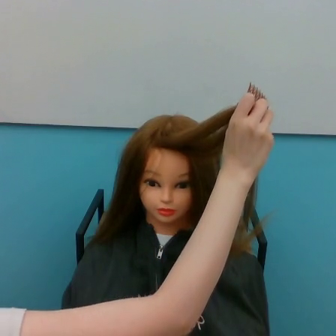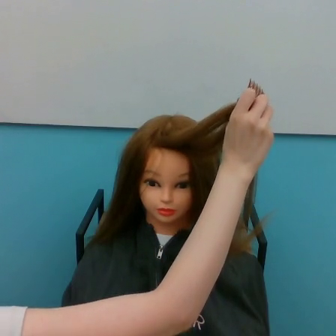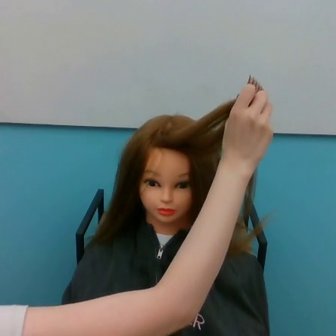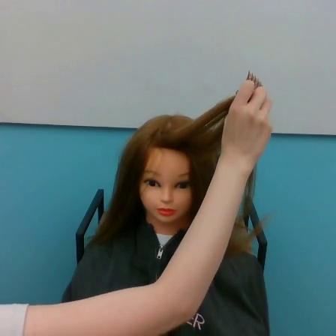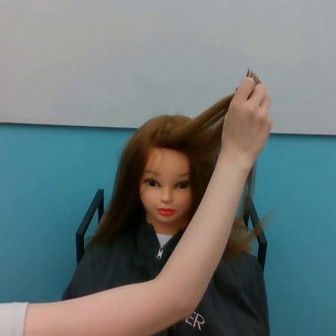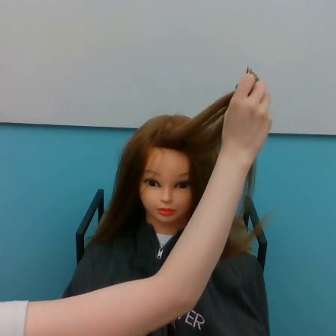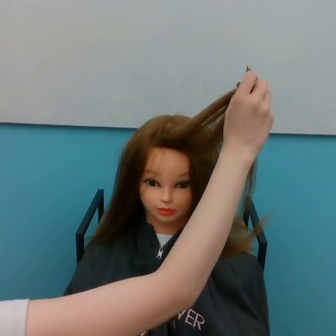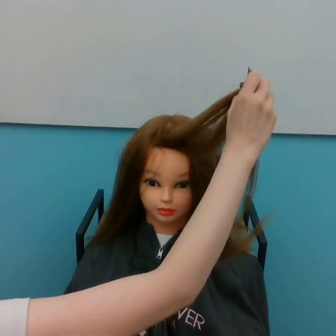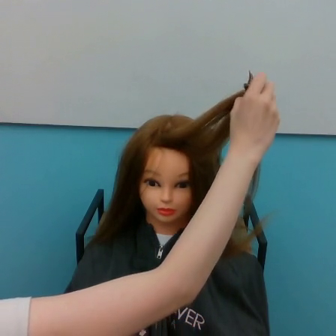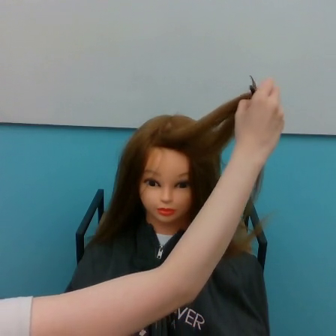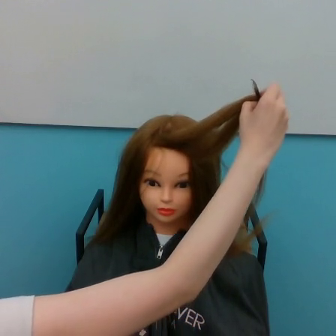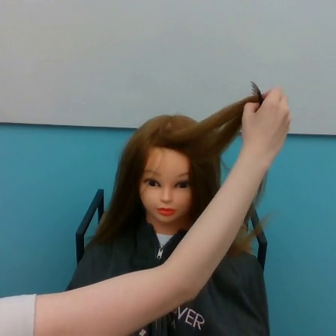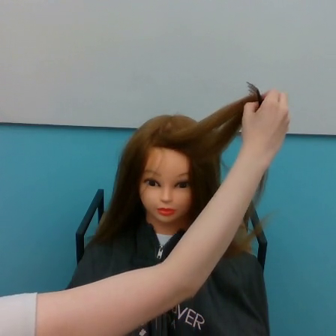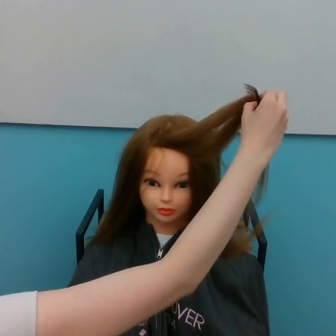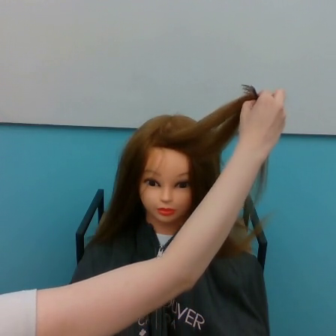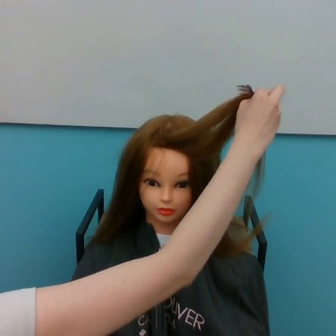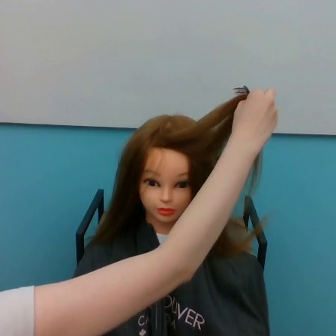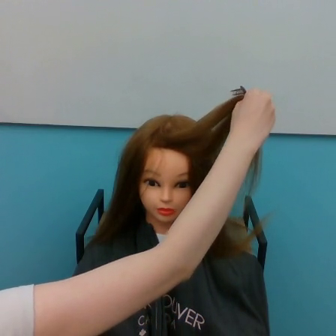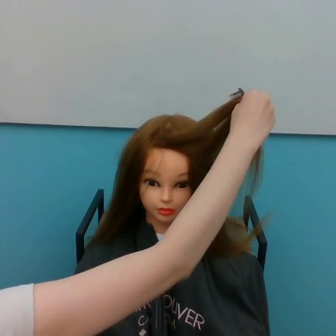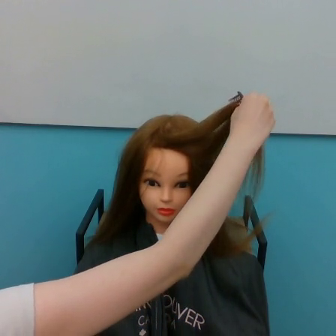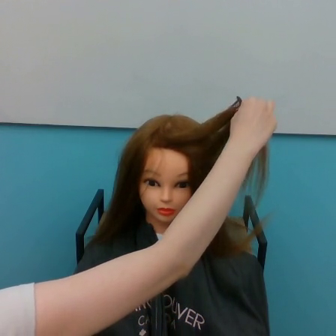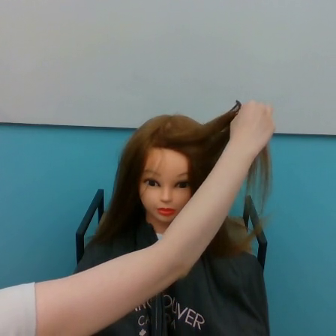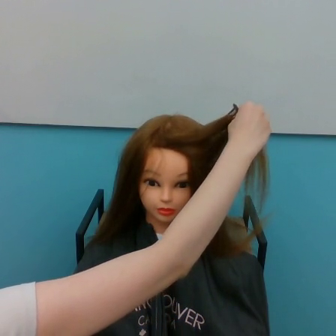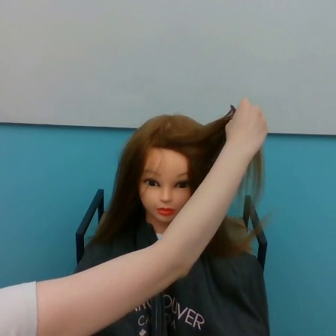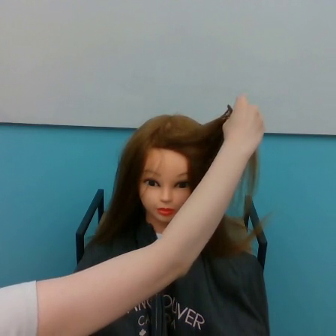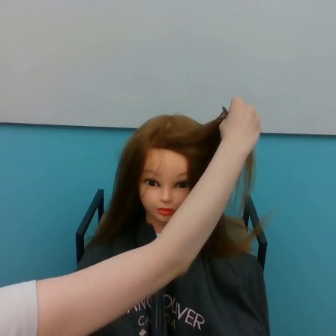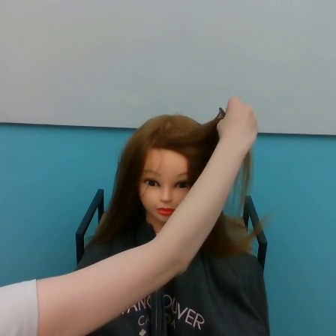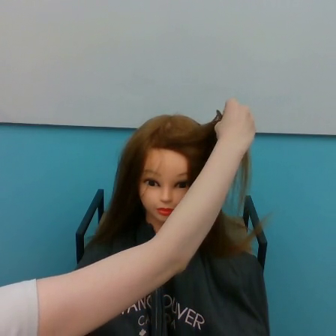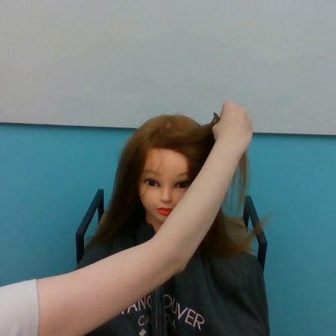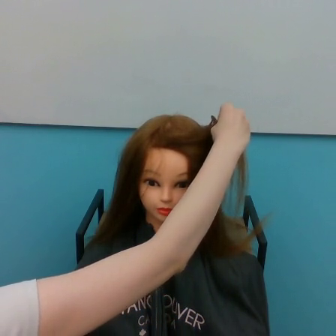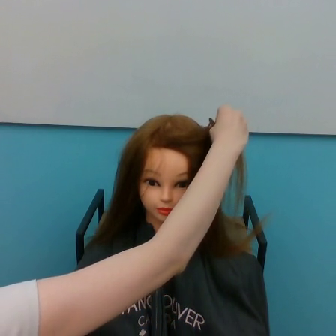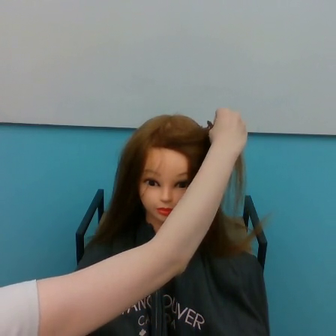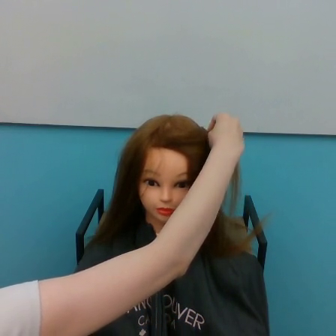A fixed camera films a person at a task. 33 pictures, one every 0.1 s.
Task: tidy front hair.
0.0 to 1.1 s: The hand goes upward, then to the right, on a clockwise arc.
1.1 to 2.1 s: The hand goes to the left, on a counterclockwise arc.
2.1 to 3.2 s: The hand goes to the left and downward.
